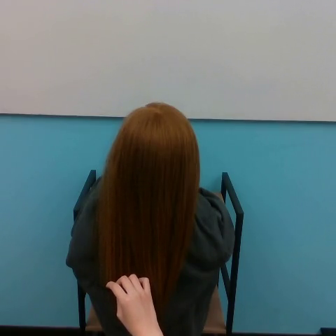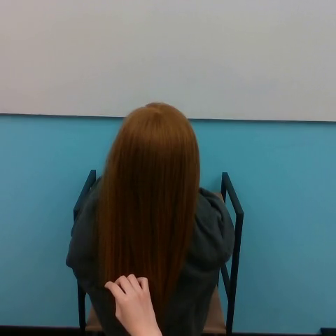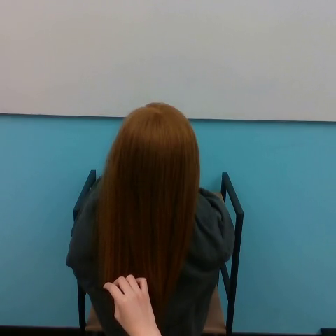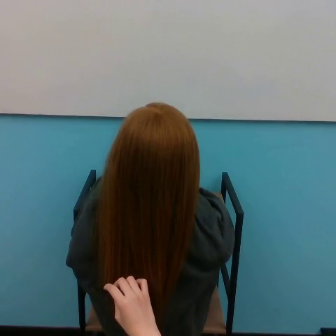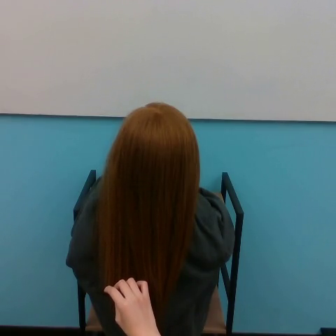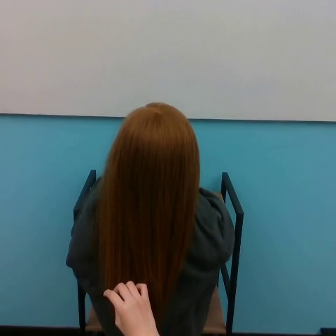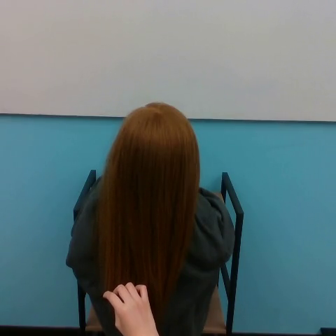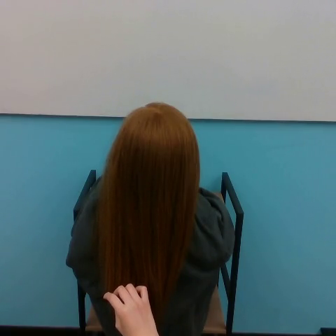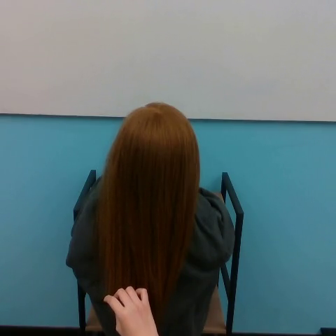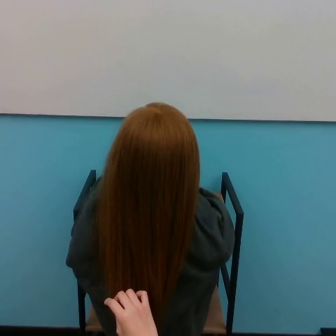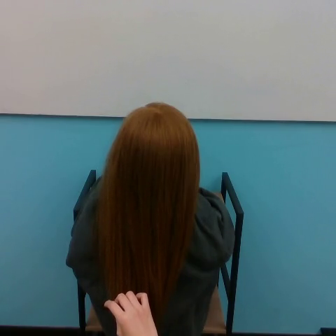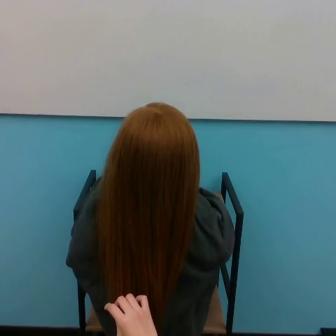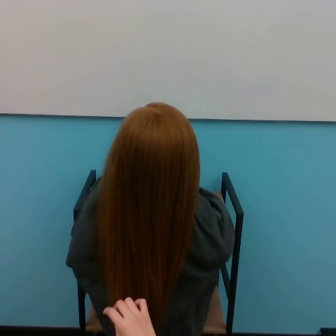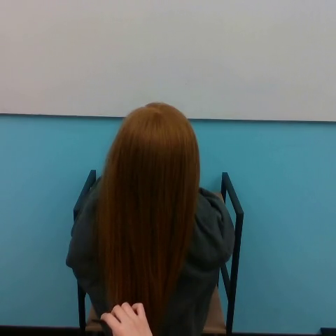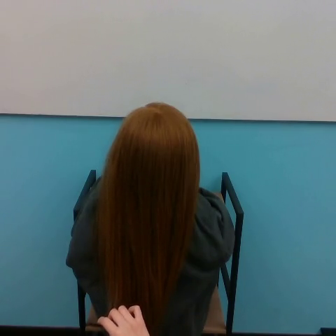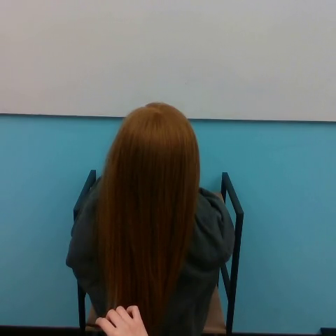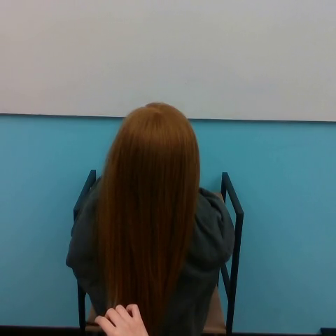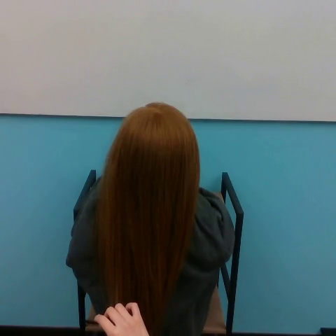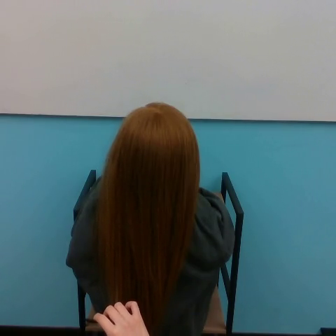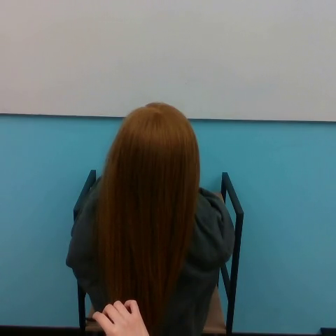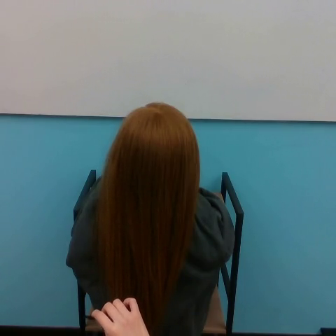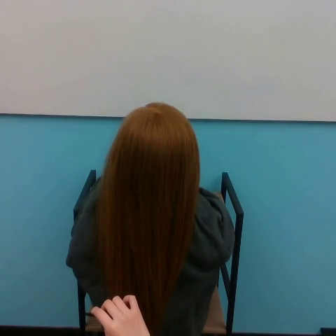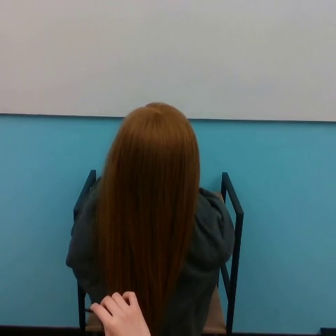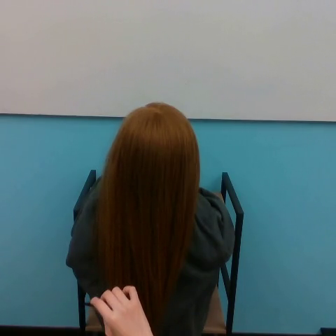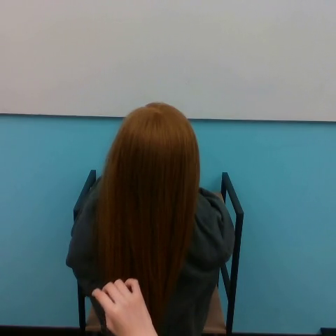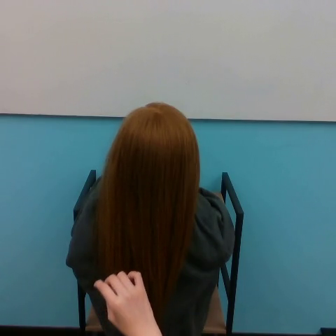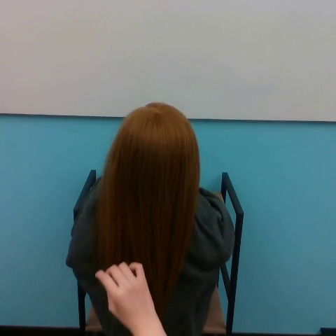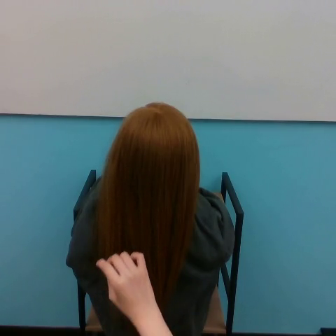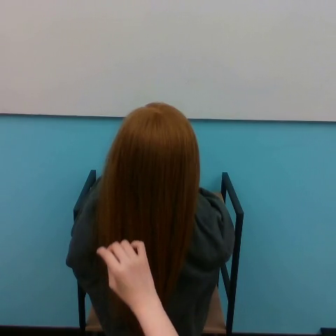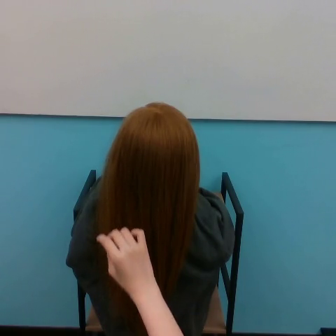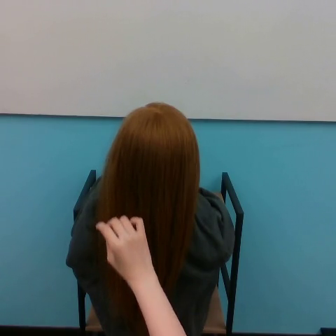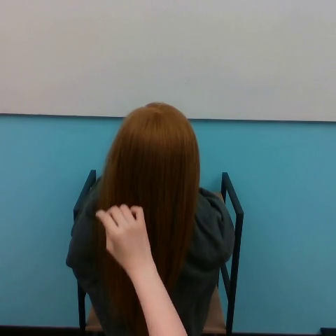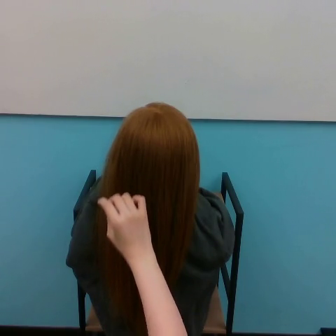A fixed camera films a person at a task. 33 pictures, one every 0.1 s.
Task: brush hair.
0.0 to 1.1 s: The hand goes downward.
1.1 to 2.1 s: The hand moves only a little.
2.1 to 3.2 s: The hand goes upward.
